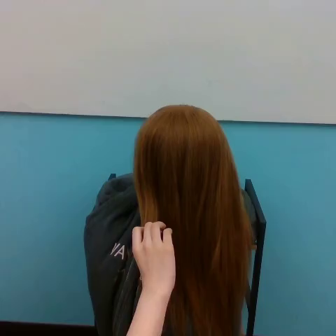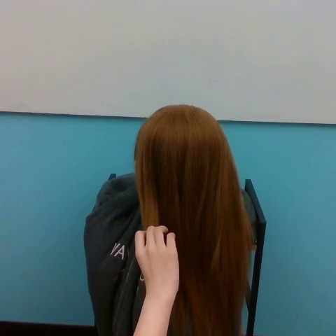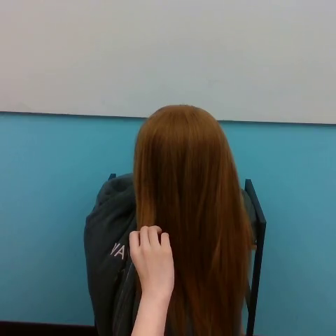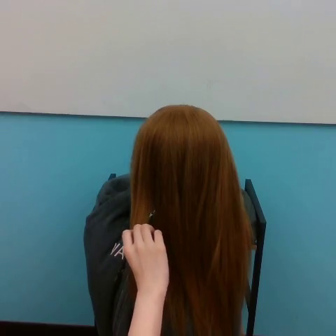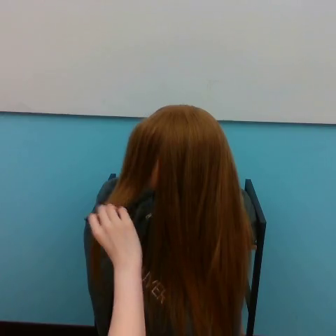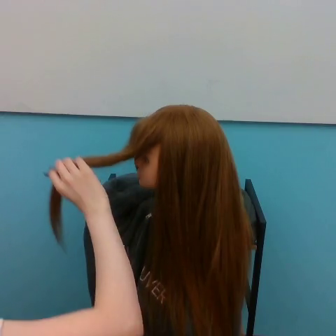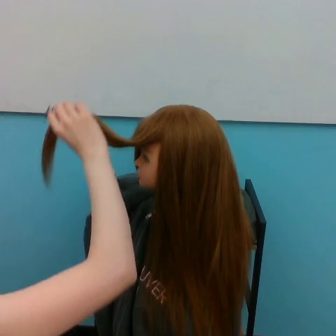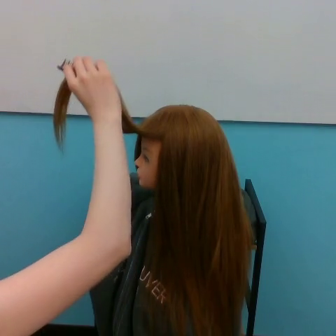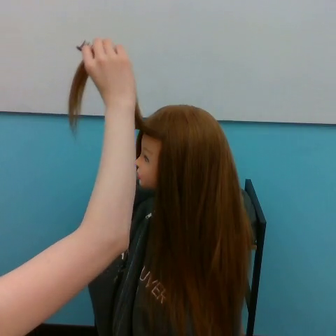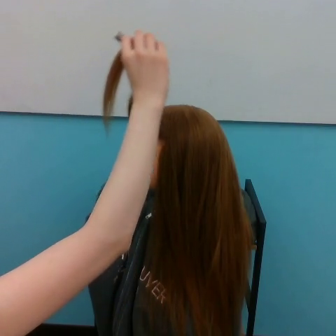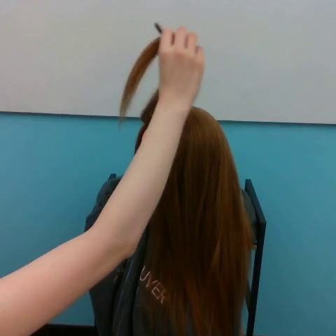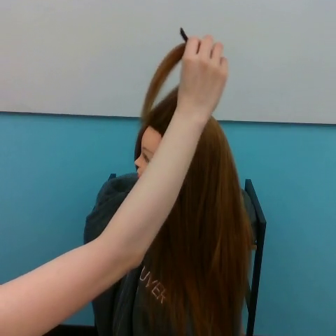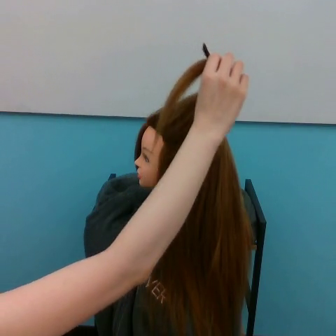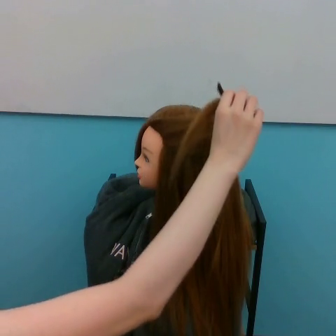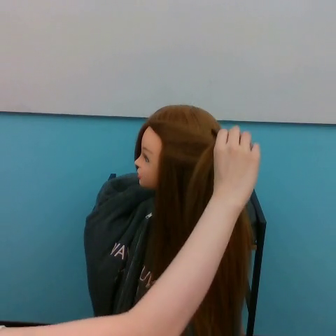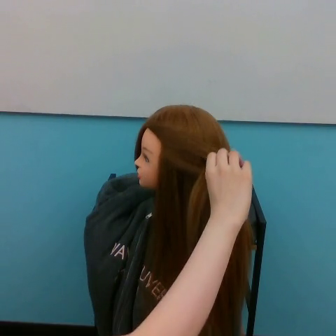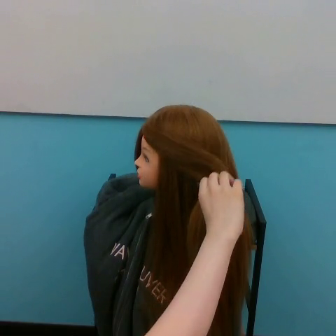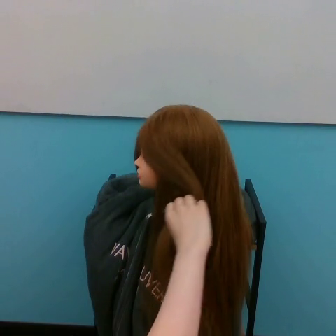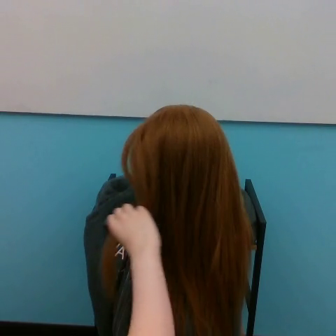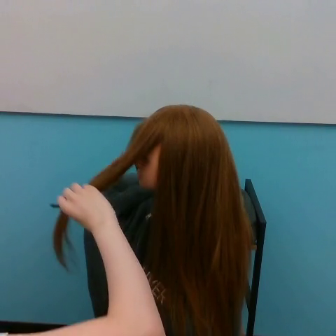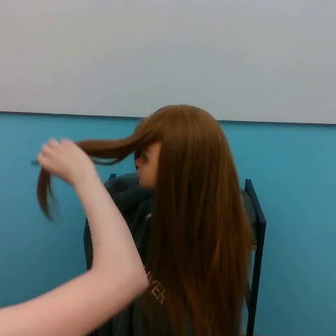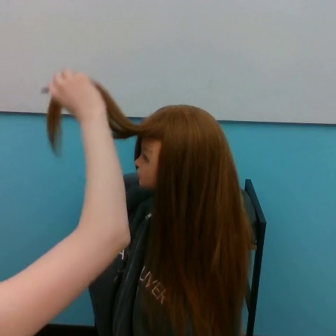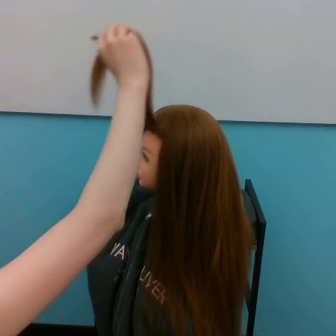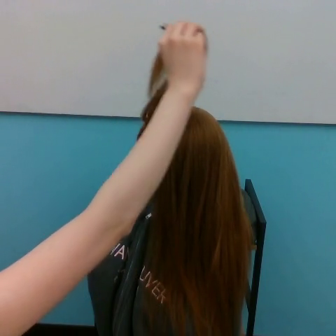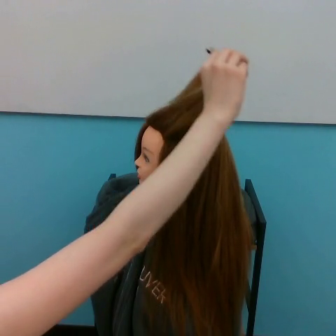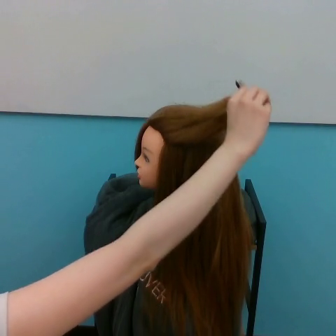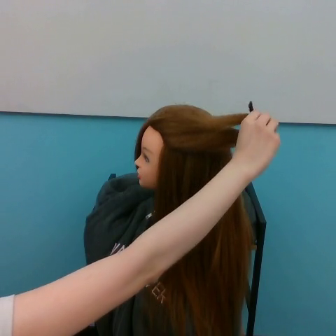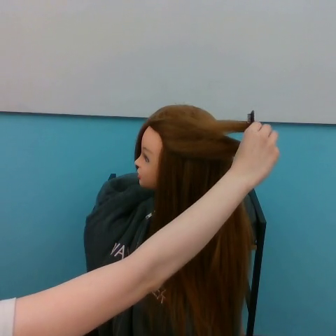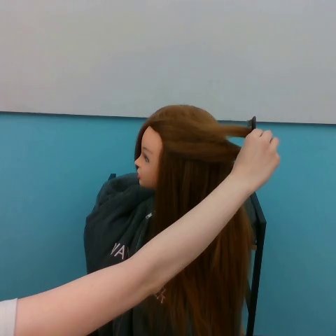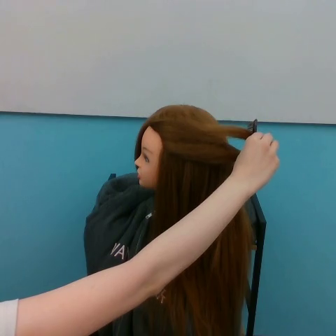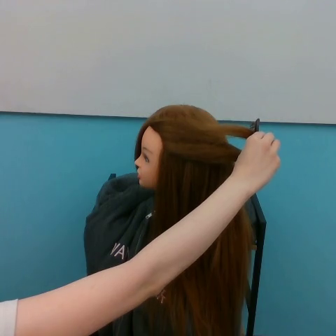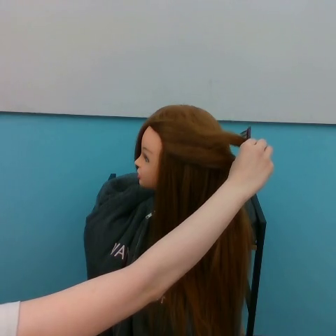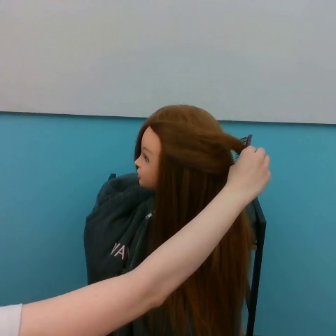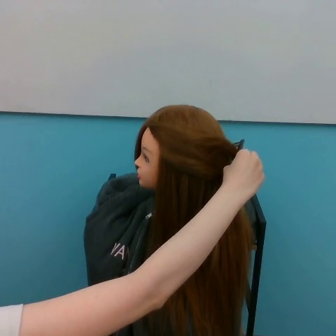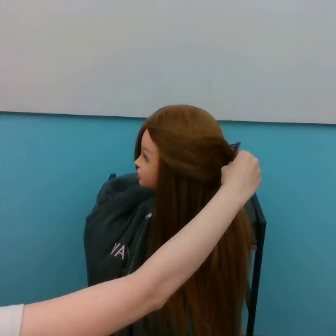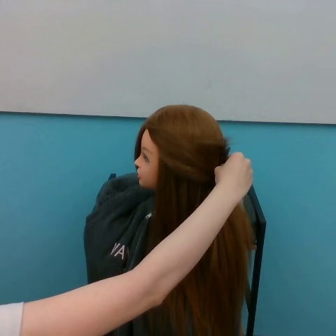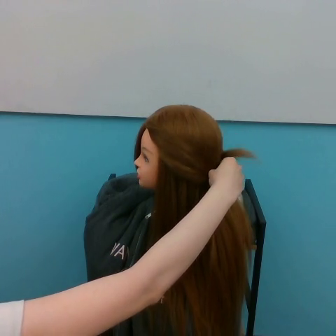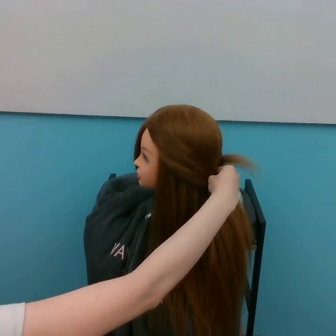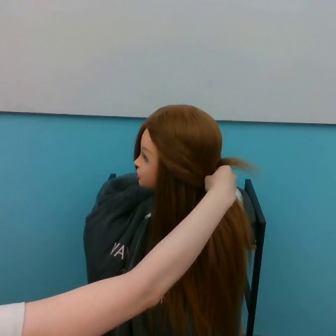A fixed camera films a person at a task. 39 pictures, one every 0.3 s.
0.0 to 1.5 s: The hand goes to the left and upward.
1.5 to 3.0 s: The hand goes upward and to the right.
3.0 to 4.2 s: The hand goes downward and to the right.
4.2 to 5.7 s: The hand goes to the left.
5.7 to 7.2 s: The hand goes to the right and upward, on a clockwise arc.
7.2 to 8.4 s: The hand goes downward and to the right.
8.4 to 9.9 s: The hand goes downward and to the left.
9.9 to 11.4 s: The hand goes to the left.
In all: It circles clockwise, turning through about 720 degrees.
Task: tidy side hair.
Motion: make 2 circular motions clockwise.
